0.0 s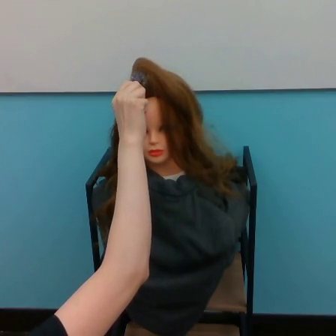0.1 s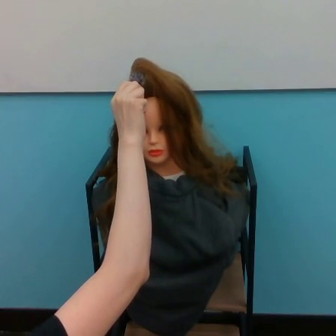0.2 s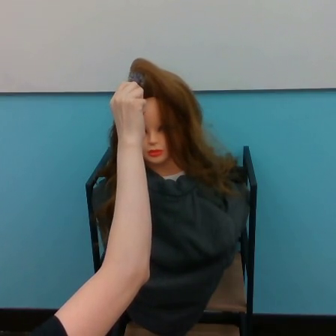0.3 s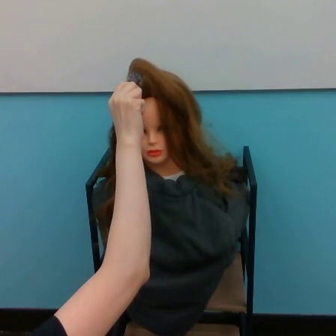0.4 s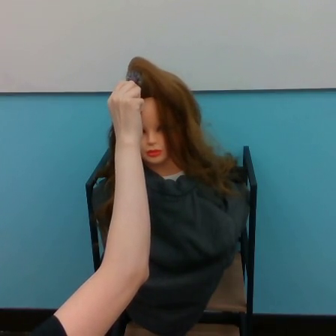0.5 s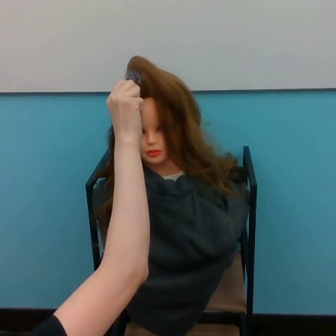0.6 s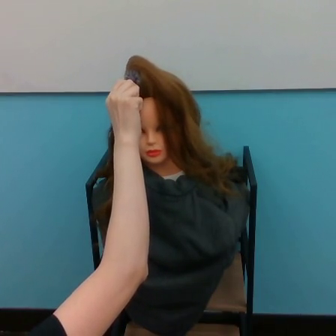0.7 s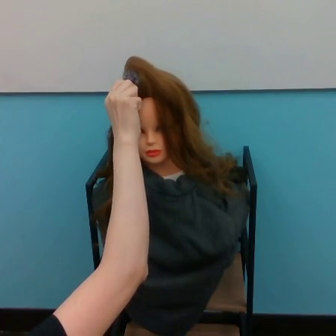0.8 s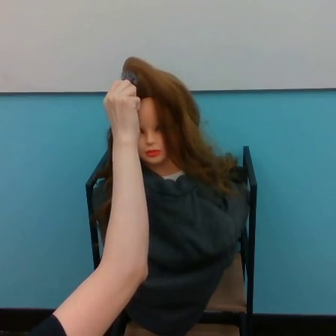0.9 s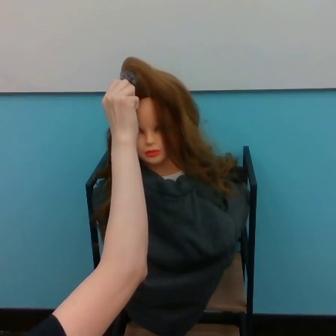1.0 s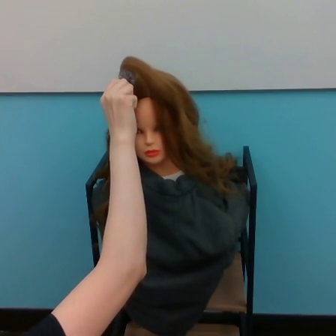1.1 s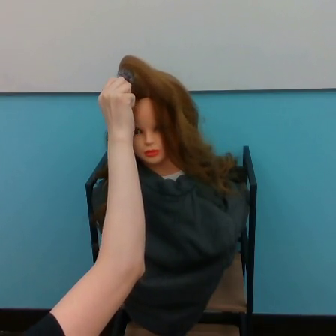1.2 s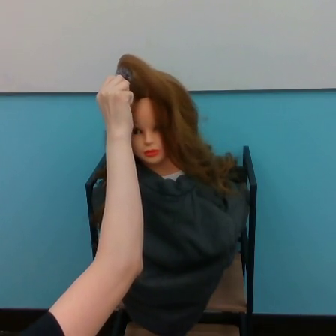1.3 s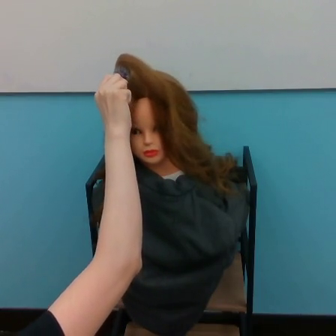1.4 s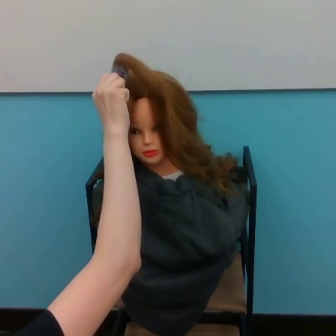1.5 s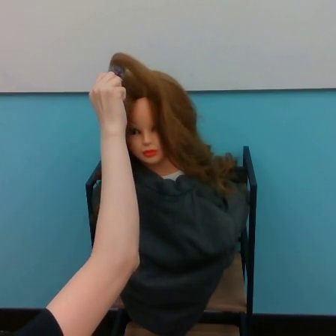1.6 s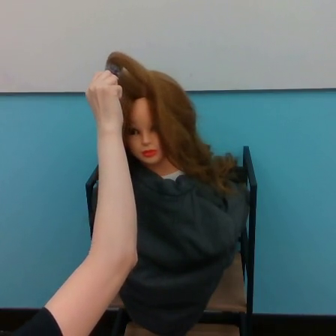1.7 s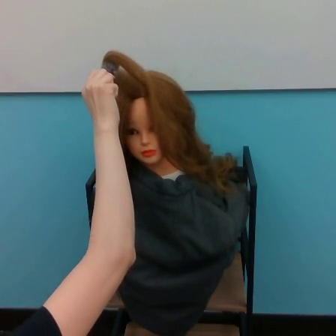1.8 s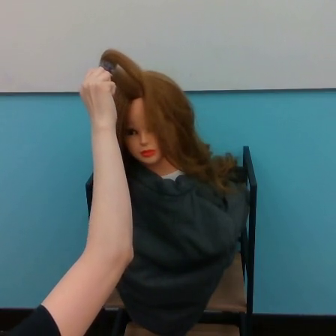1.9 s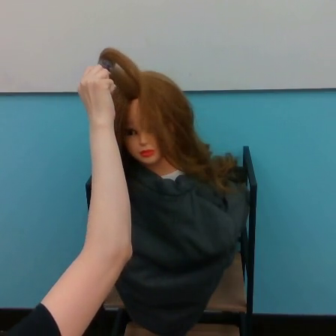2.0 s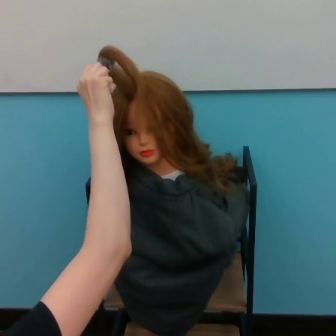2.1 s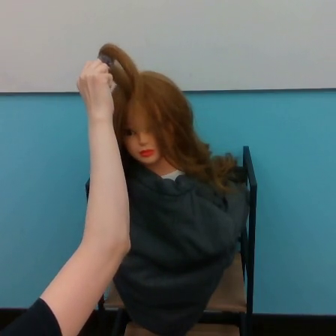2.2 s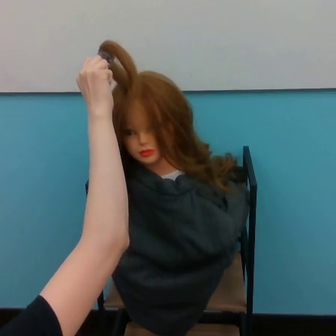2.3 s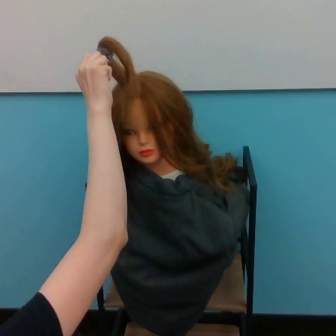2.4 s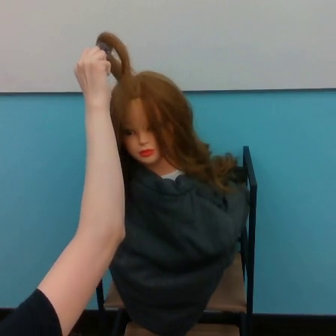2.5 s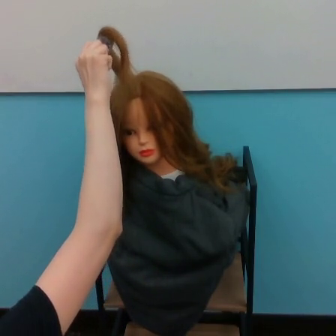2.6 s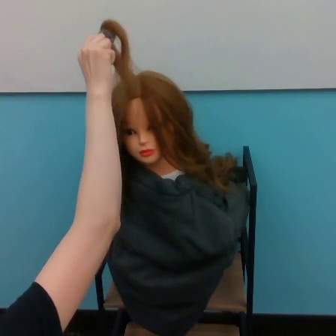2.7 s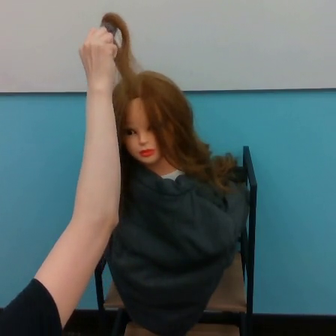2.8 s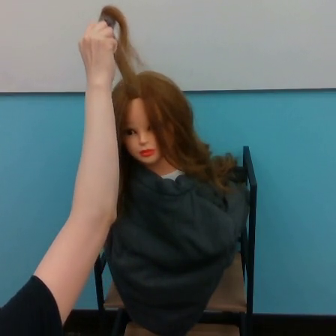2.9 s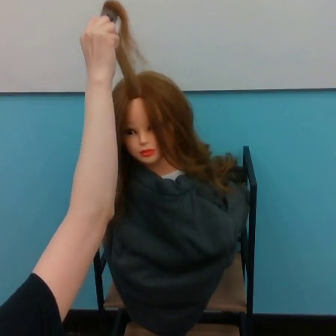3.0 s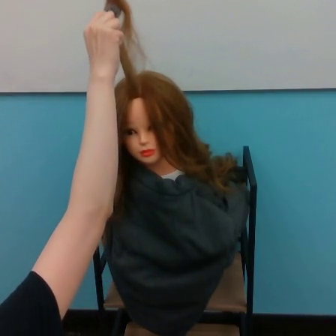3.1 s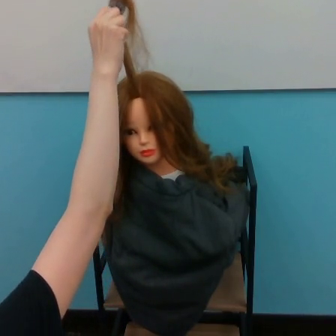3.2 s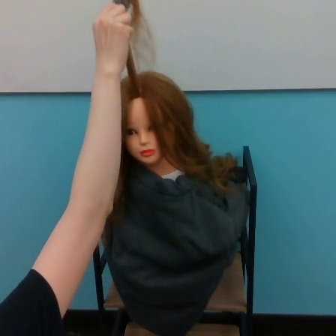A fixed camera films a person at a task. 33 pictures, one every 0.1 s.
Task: volume hair.
0.0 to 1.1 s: The hand goes to the left.
1.1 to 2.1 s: The hand goes to the left and upward.
2.1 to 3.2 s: The hand goes upward.
